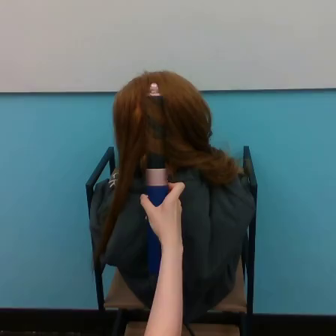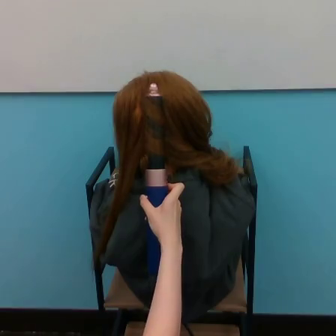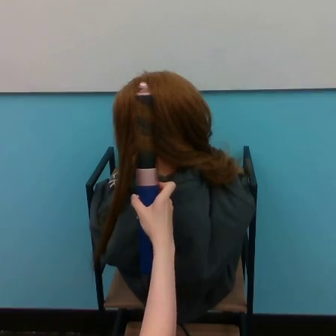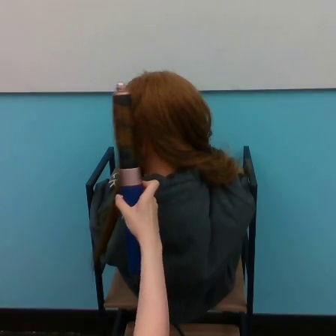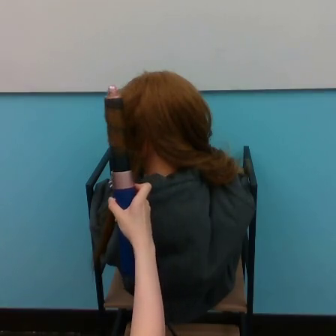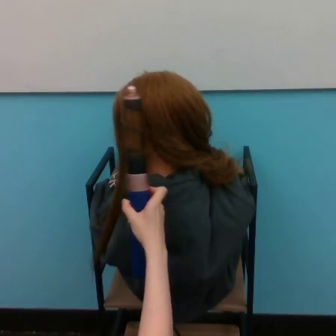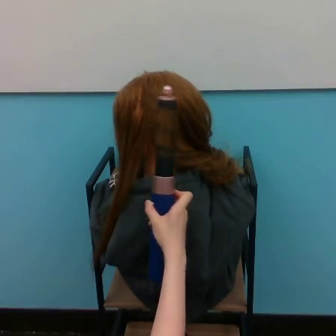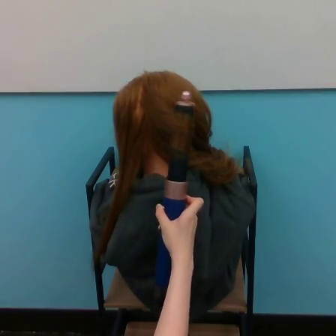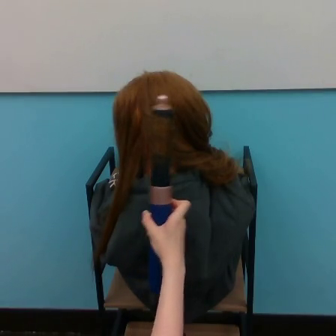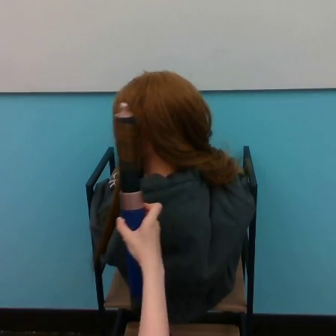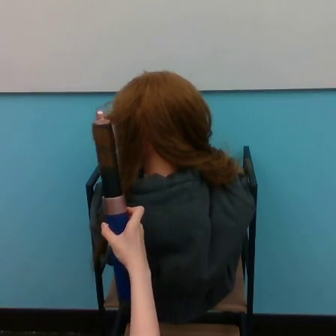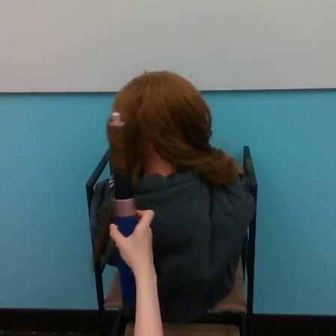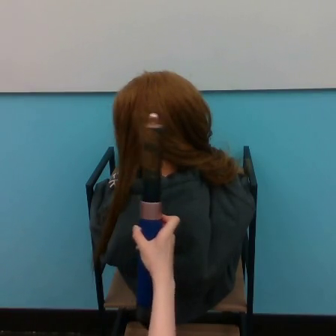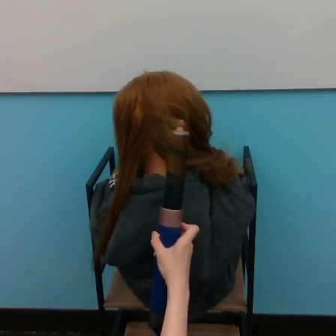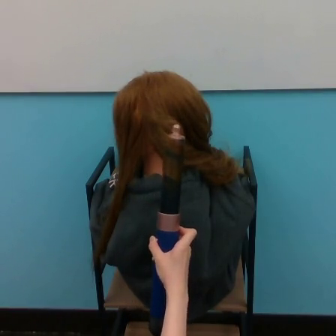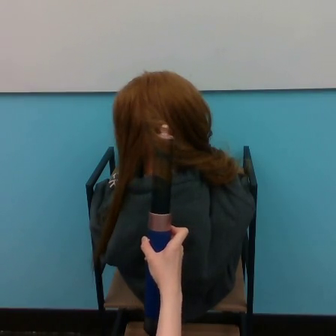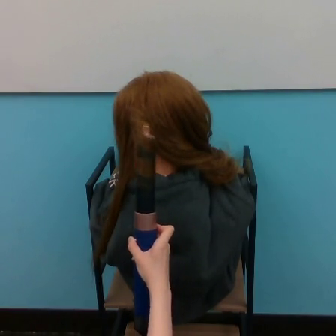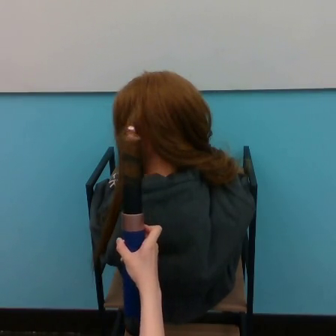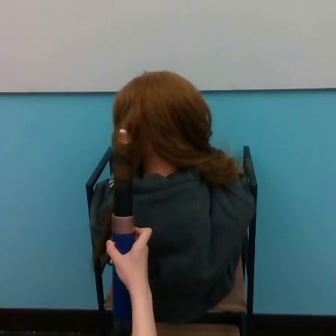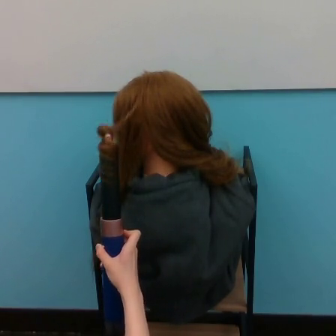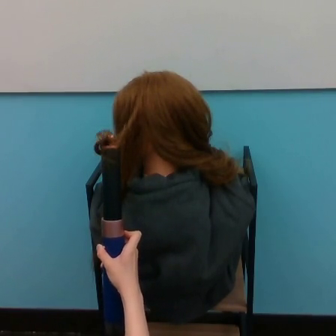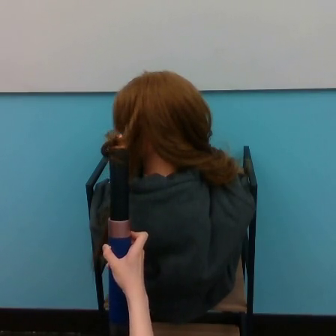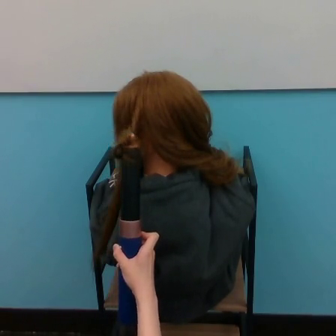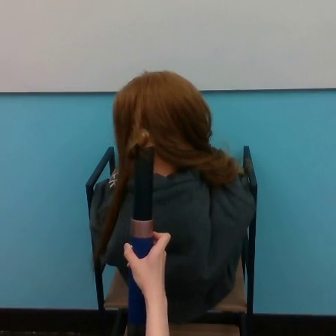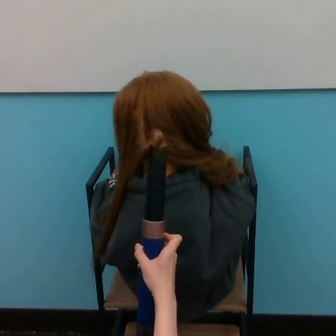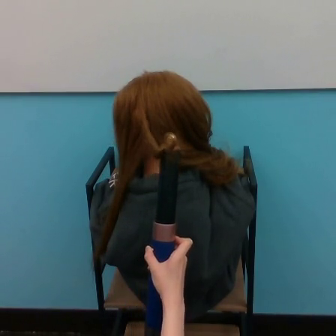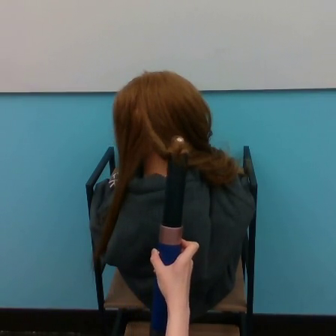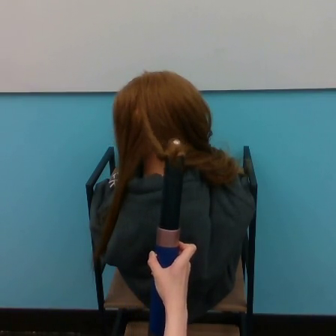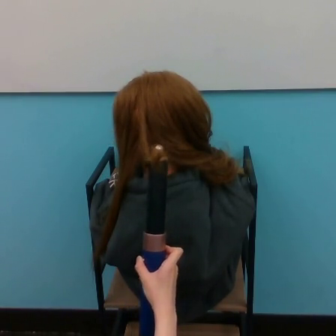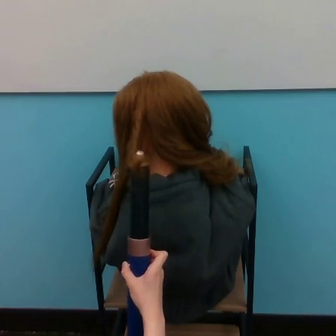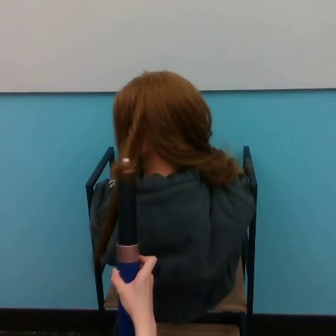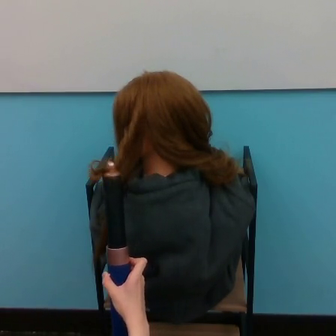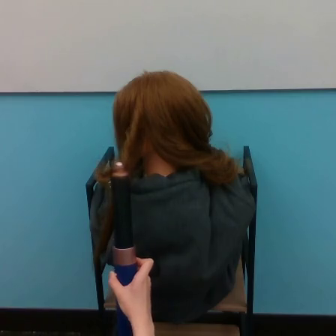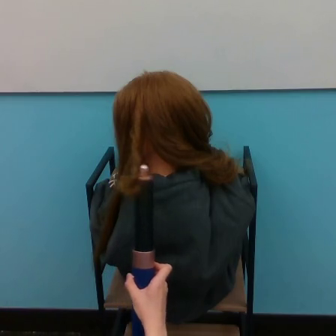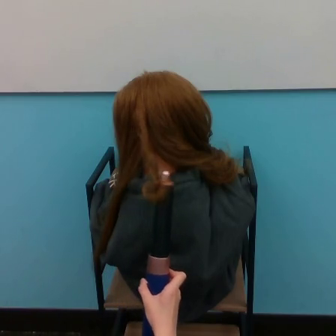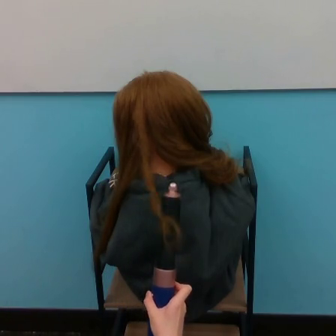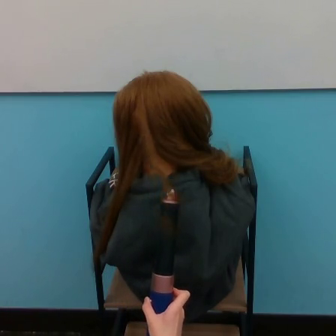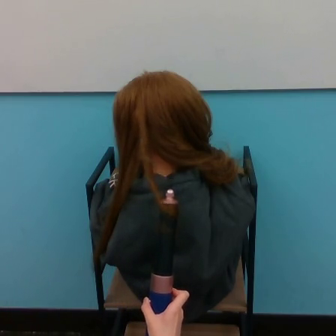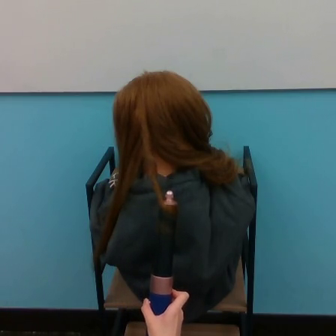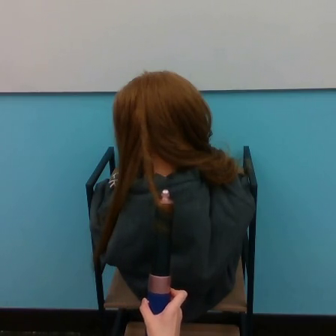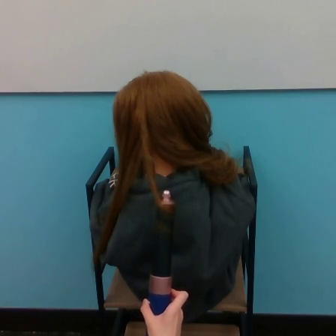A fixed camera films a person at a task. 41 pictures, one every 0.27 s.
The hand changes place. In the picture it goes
downward.
0.00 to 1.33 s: The hand goes to the left, then to the right.
1.33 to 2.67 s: The hand goes to the right, then to the left.
2.67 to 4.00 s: The hand goes to the right.
4.00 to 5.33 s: The hand goes to the left.
5.33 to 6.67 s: The hand goes to the right.
6.67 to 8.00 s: The hand goes to the left and downward, on a clockwise arc.
8.00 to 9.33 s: The hand goes to the right and downward.
9.33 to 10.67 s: The hand stays where it is.
Task: curl hair.
Motion: move downward, making horizontal oscillations to the left and to the right.
